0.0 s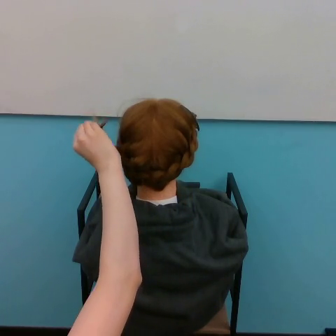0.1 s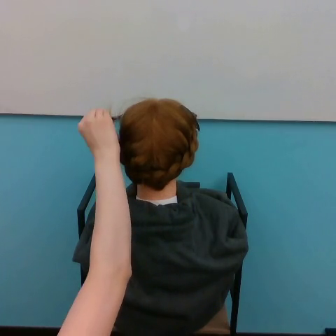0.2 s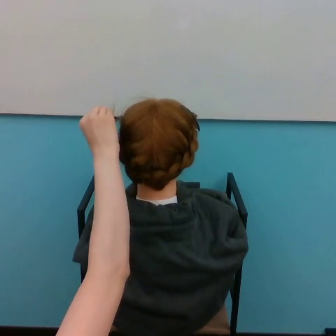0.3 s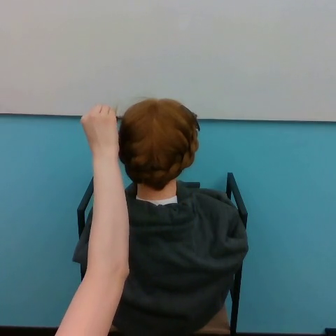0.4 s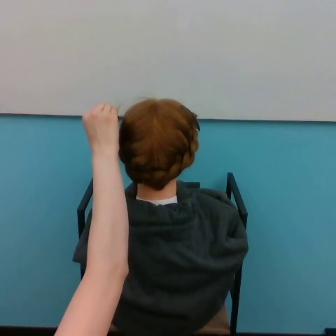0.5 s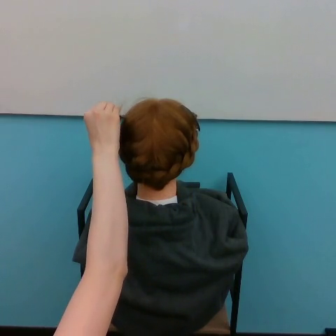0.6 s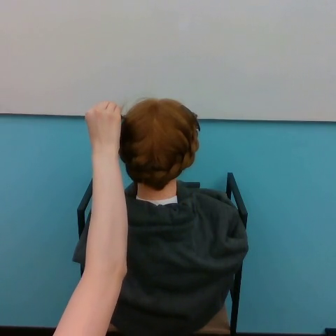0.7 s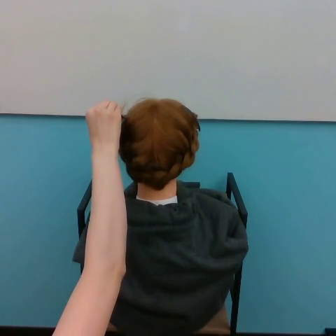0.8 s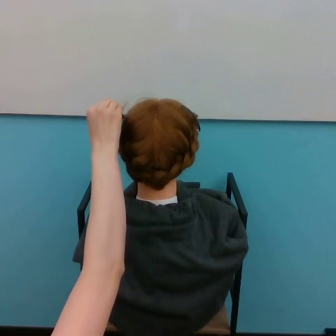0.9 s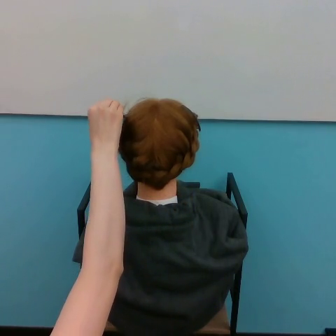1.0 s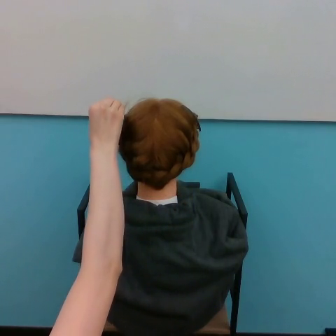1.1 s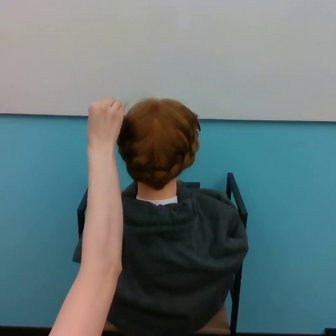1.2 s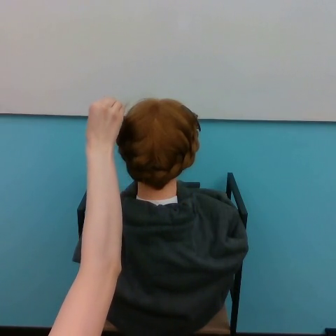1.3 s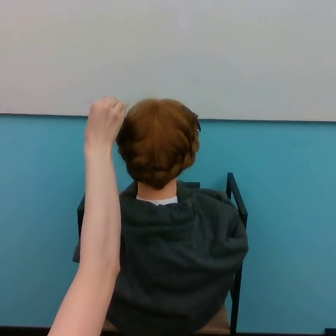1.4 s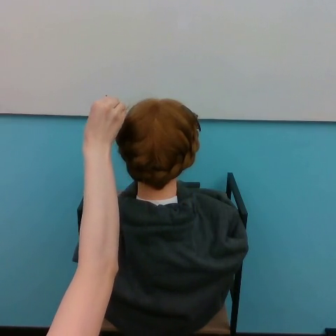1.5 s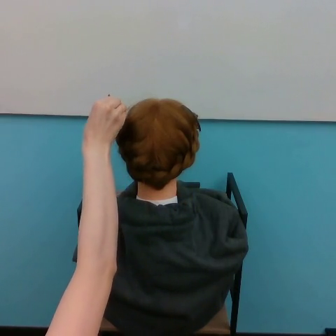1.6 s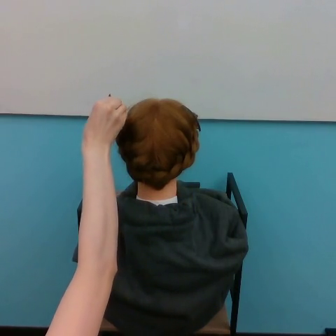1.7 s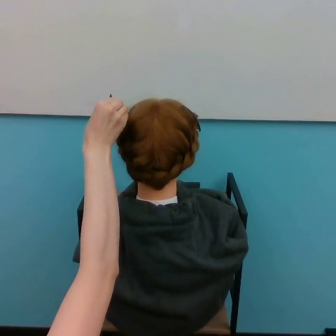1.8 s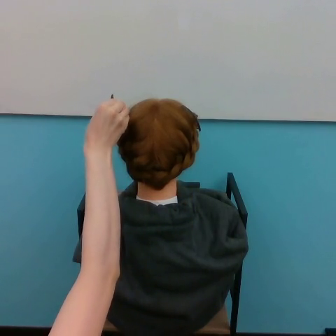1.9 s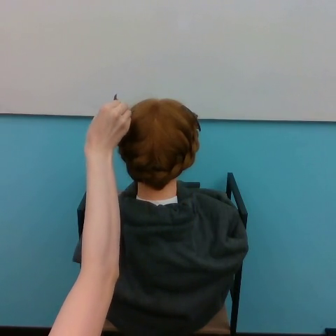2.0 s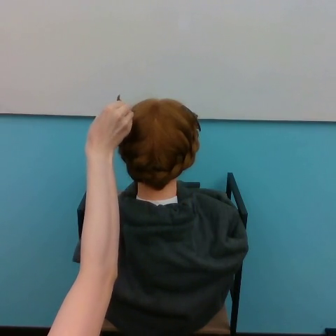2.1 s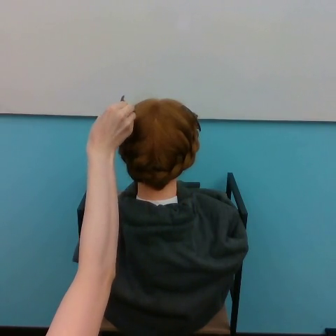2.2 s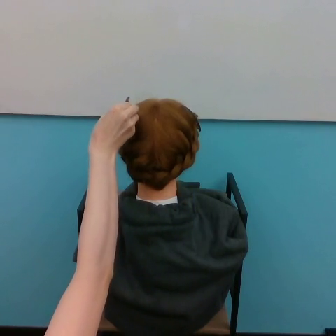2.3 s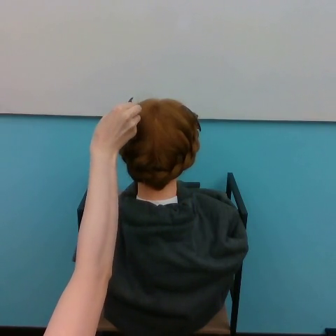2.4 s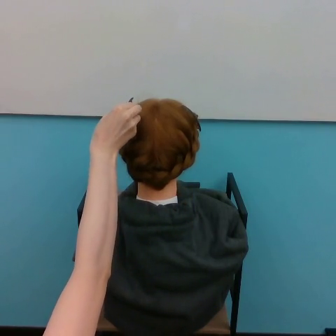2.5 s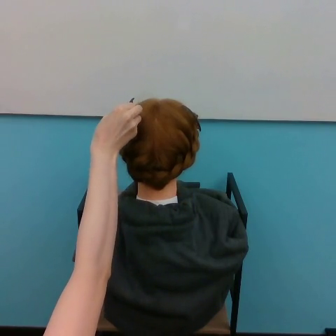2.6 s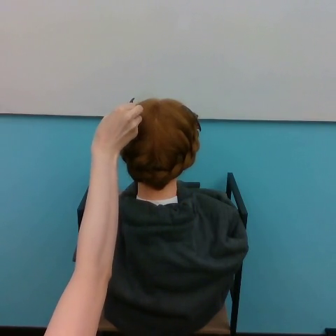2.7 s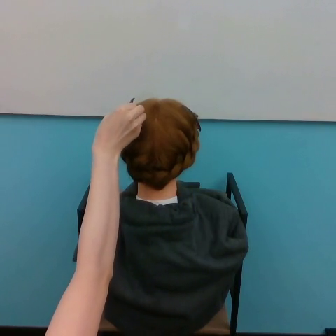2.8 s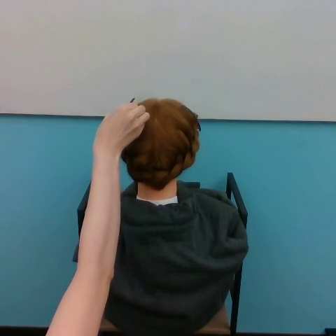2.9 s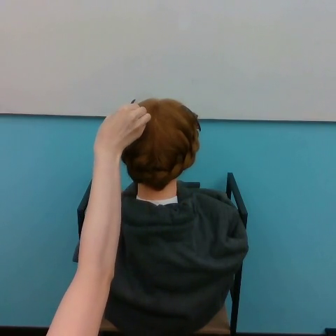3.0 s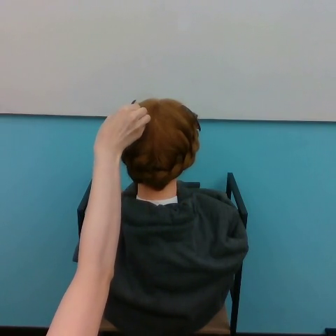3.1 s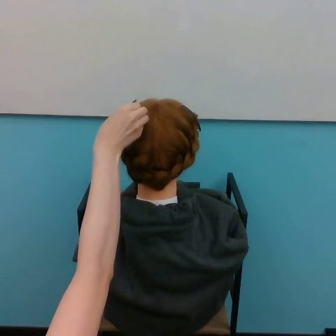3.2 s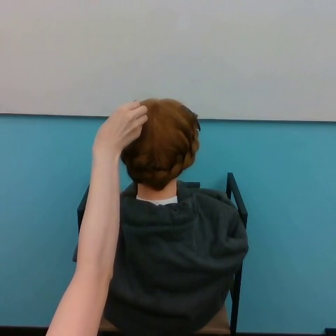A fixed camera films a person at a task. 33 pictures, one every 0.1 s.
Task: style hair.
0.0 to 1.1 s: The hand goes upward and to the right.
1.1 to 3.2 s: The hand goes to the right.
